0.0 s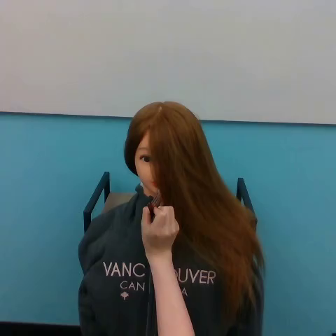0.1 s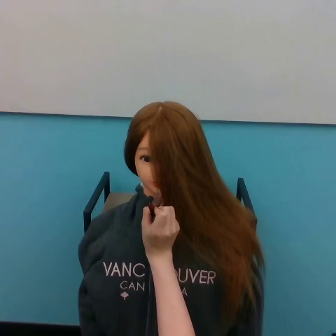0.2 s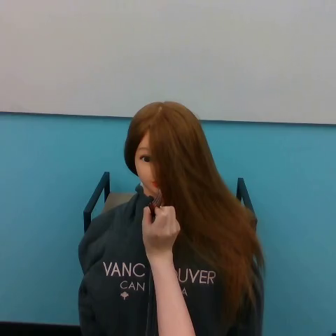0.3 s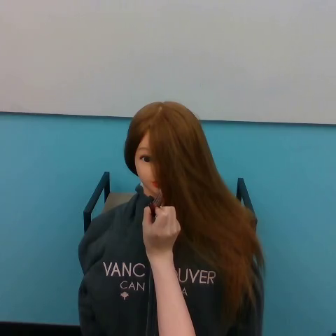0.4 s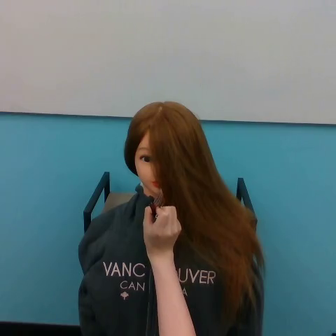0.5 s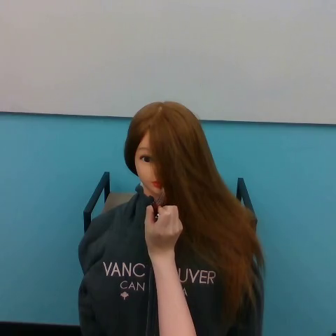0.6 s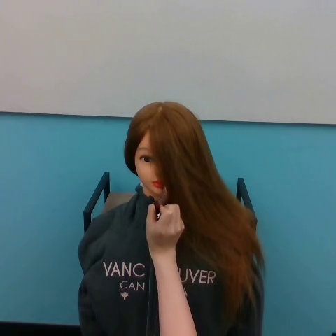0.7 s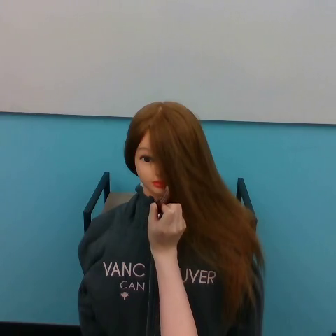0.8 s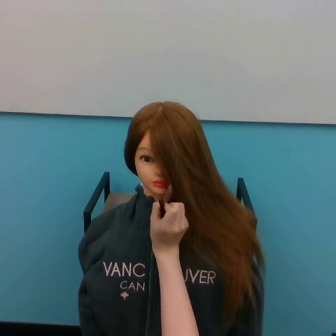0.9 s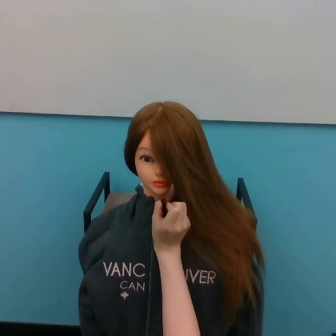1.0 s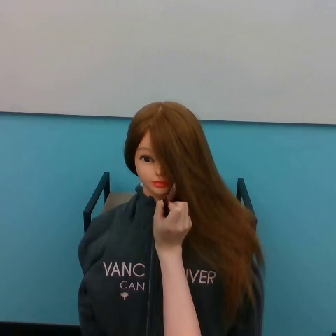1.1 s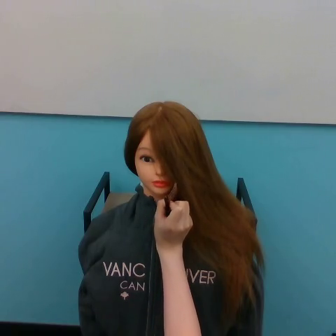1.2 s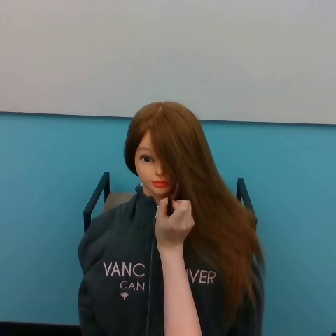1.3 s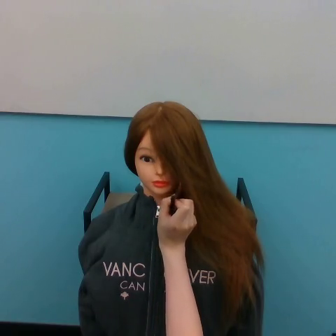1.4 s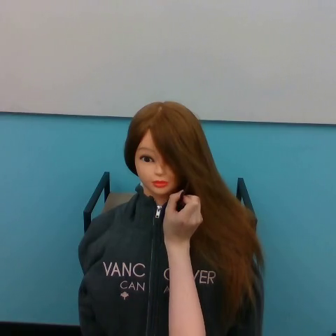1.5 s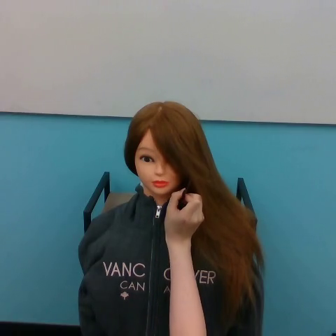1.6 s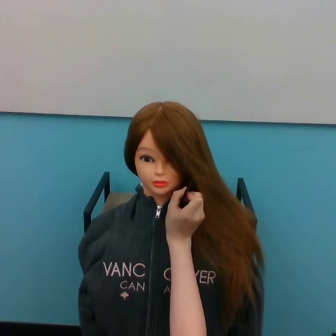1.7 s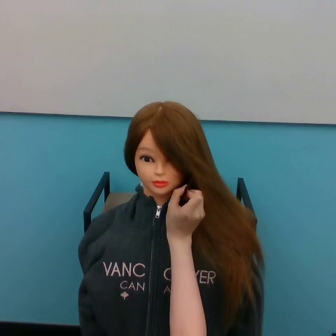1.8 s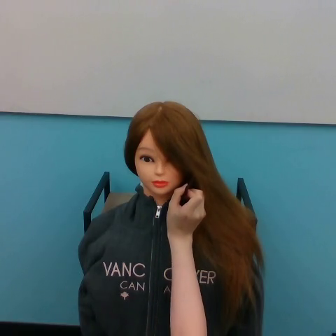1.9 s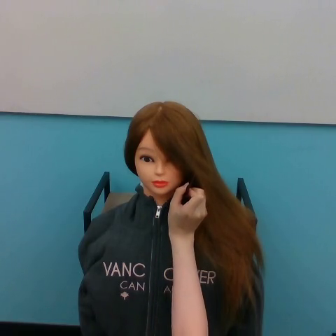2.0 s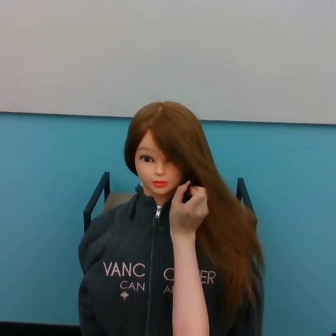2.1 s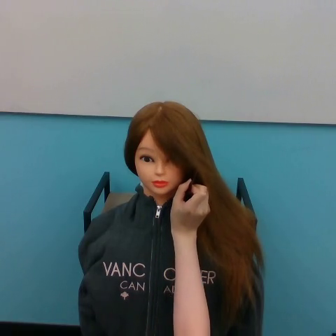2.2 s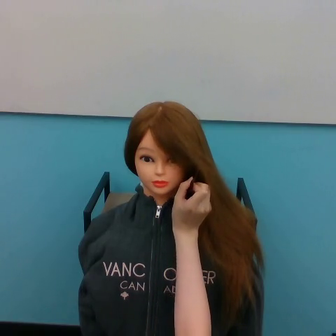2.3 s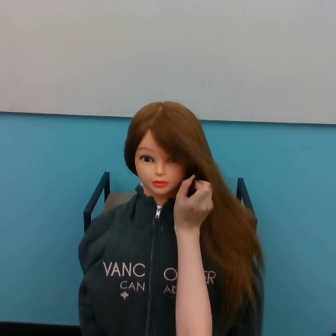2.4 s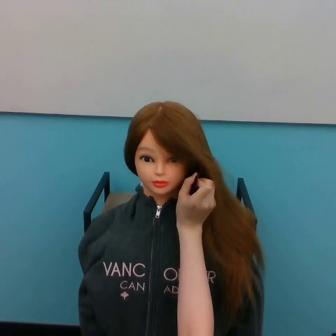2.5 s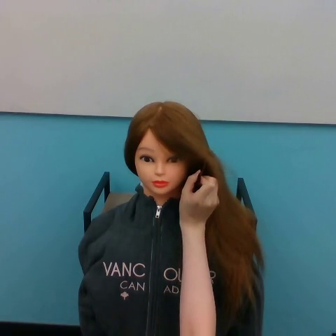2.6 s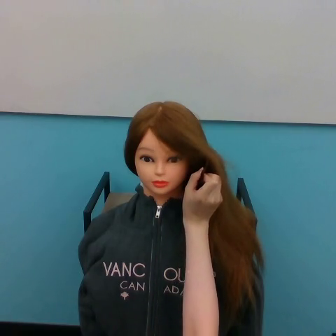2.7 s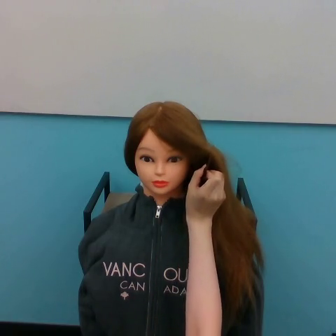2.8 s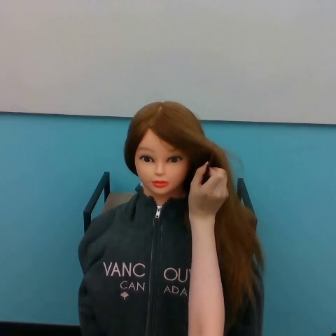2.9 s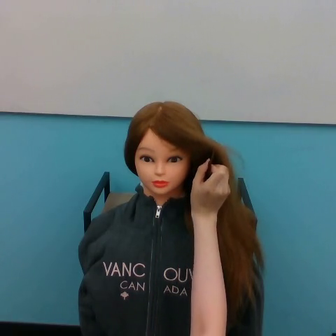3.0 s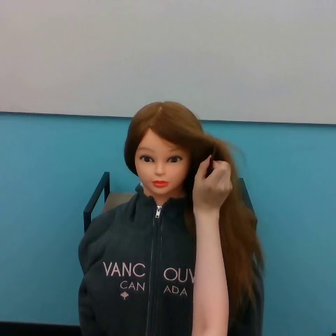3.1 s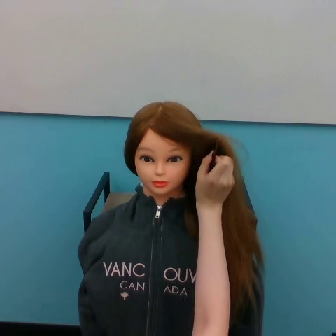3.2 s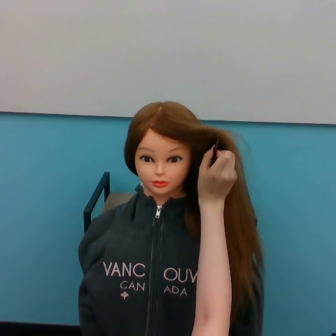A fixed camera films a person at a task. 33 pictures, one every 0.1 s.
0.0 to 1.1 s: The hand goes to the right.
1.1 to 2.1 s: The hand goes to the right and upward.
2.1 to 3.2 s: The hand goes upward and to the right.
Task: tidy front hair.
